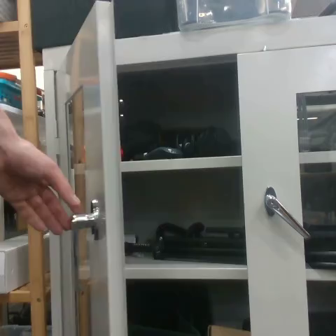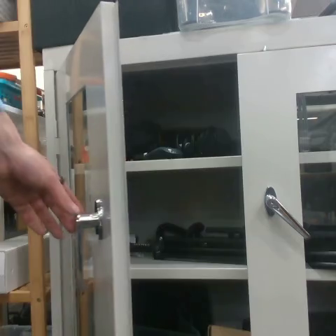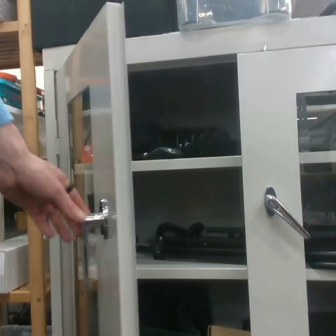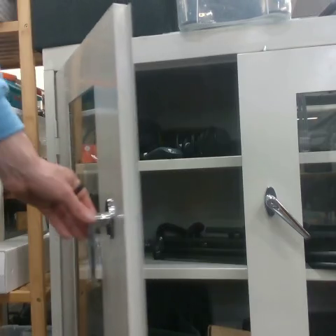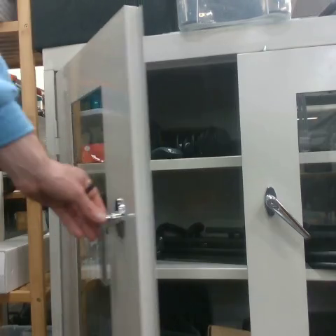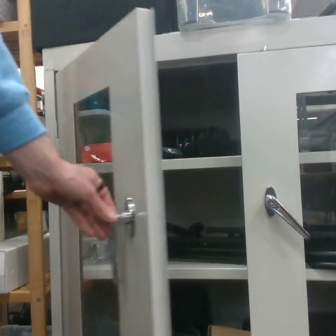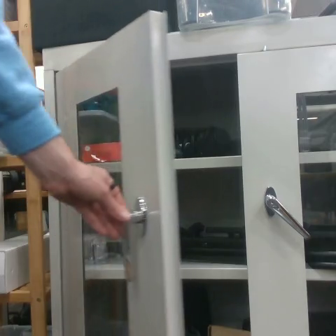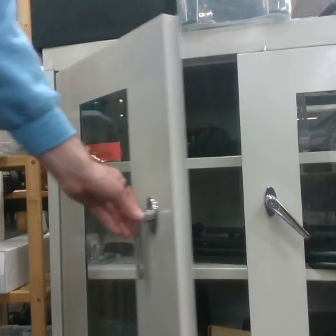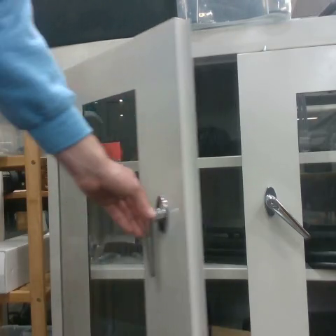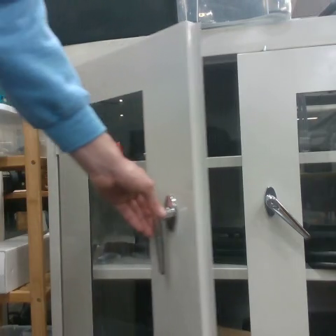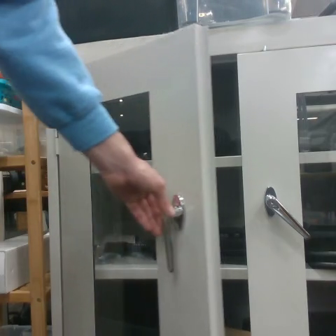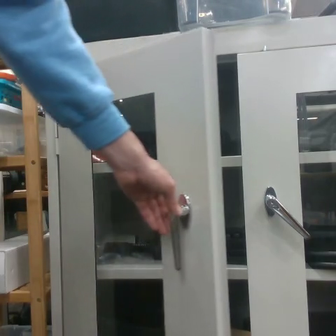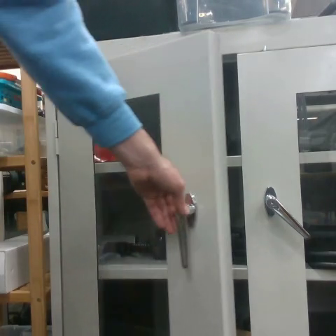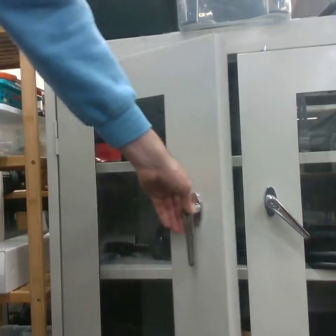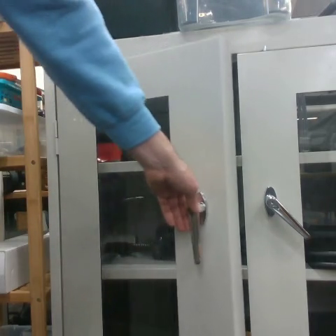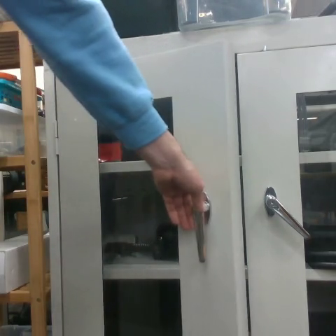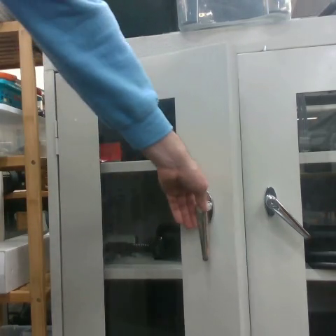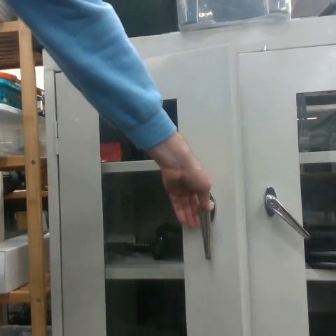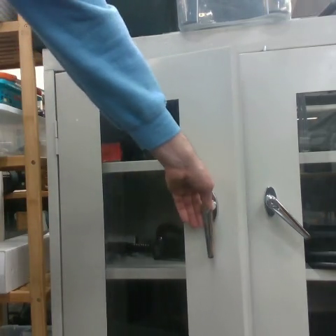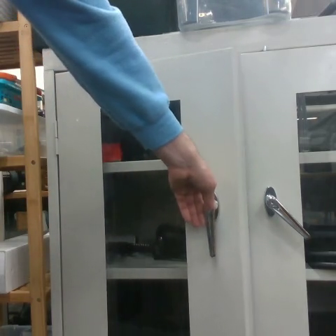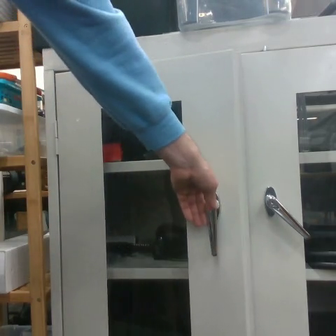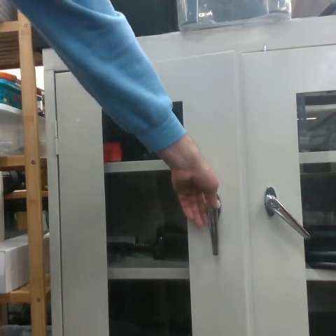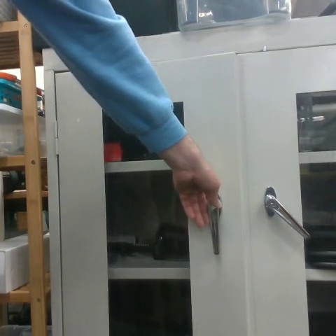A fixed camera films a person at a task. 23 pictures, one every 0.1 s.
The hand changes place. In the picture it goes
to the right.
0.0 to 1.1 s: The hand goes to the right.
1.1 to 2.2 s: The hand goes to the right.
Task: close the cabinet.
Motion: move slowly to the right.
